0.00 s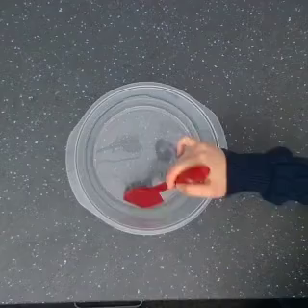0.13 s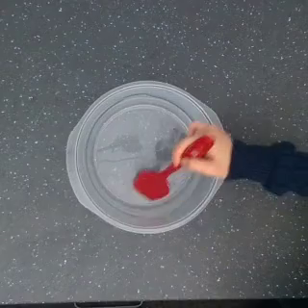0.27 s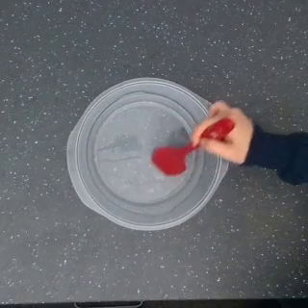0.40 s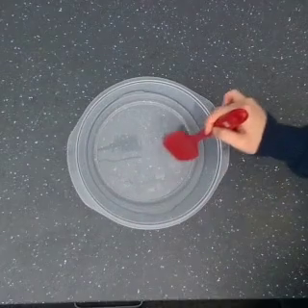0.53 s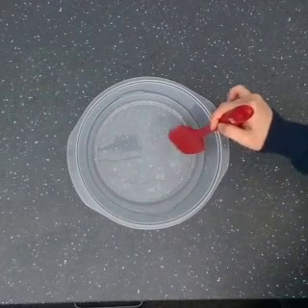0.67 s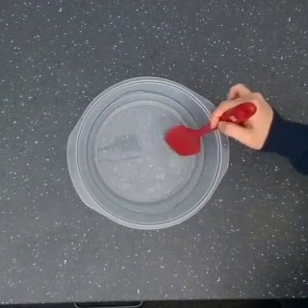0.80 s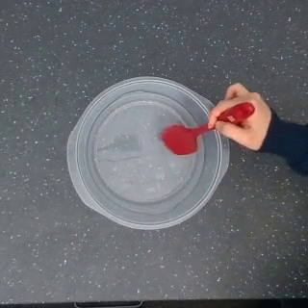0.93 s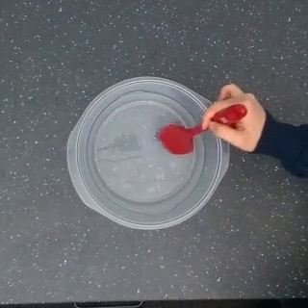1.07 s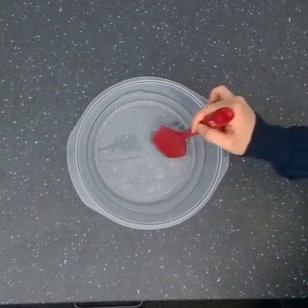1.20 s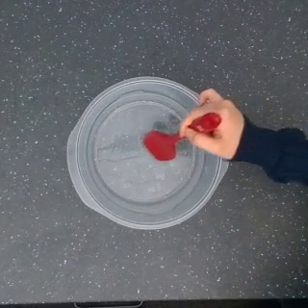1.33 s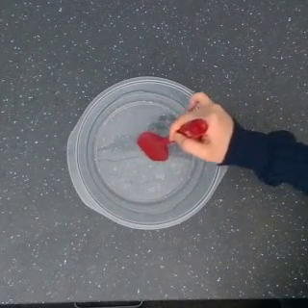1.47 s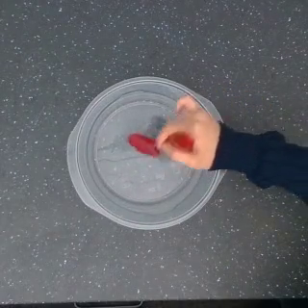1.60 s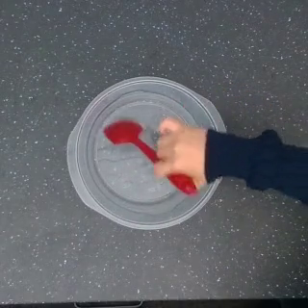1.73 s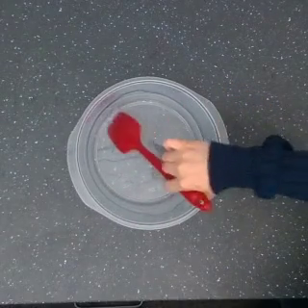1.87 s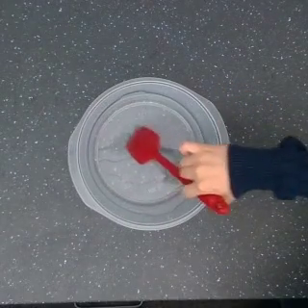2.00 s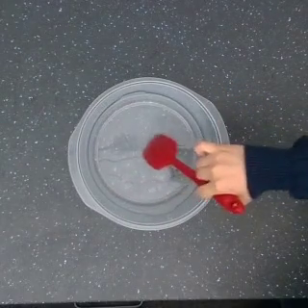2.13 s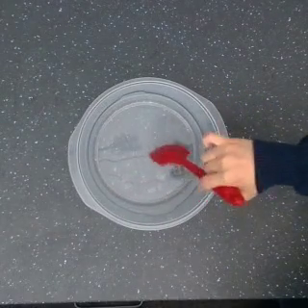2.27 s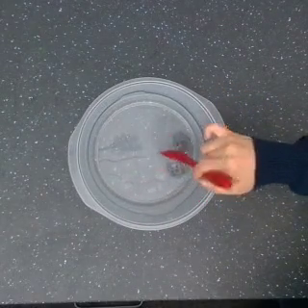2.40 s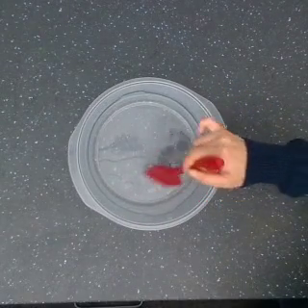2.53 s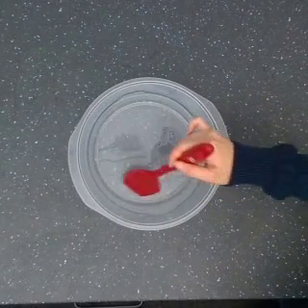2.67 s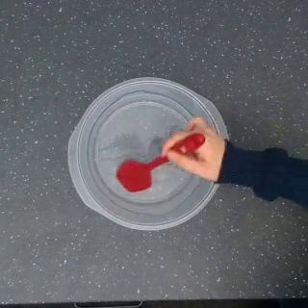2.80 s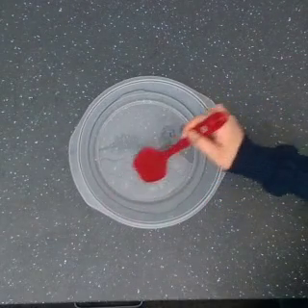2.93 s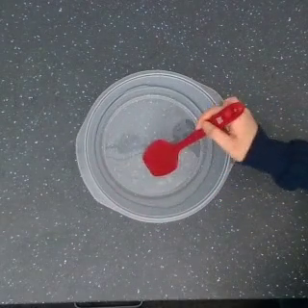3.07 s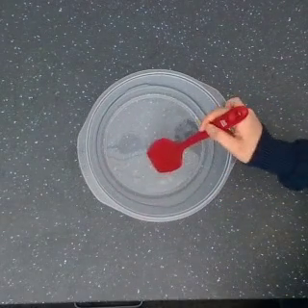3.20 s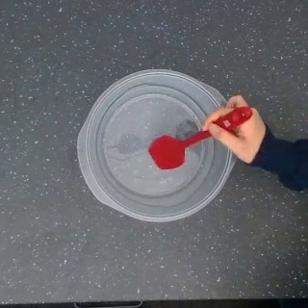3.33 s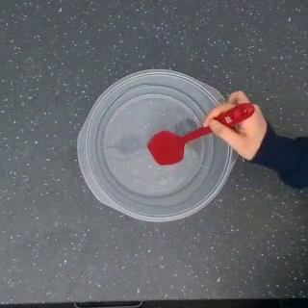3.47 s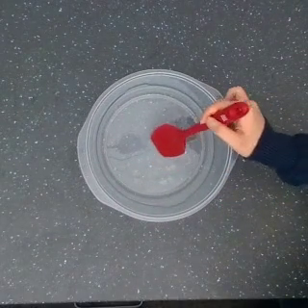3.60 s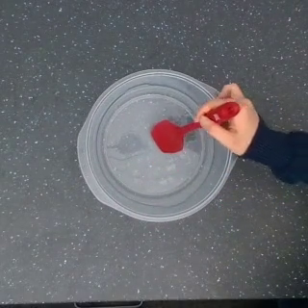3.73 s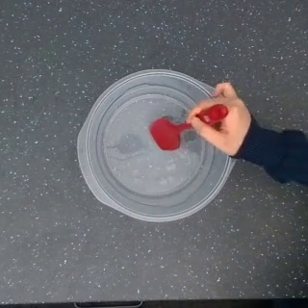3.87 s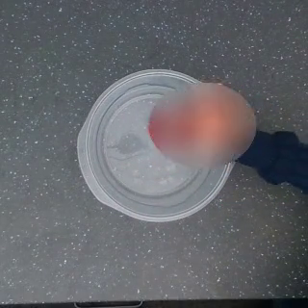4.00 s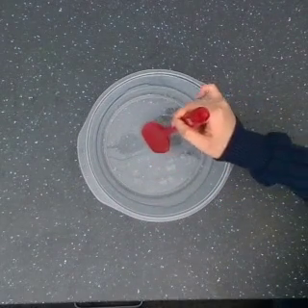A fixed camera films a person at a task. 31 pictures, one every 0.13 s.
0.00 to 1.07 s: The hand goes upward and to the right, then to the left.
1.07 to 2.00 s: The hand goes downward and to the left, then to the right, on a counterclockwise arc.
2.00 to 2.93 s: The hand goes upward.
2.93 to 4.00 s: The hand goes to the left.
Task: stir.
Motion: make a half circular motion counterclockwise, then reverse it by moving clockwise.
